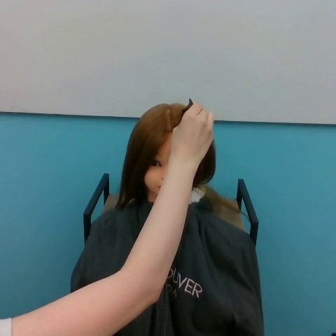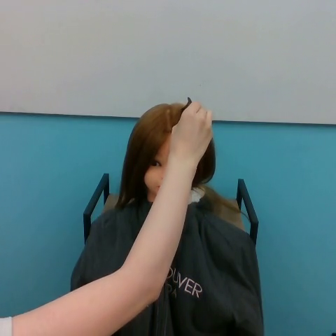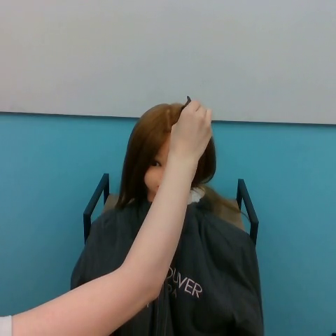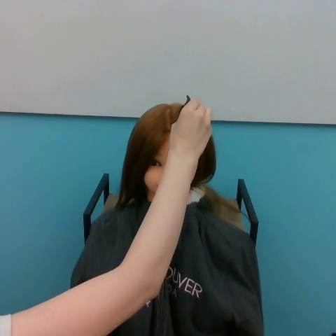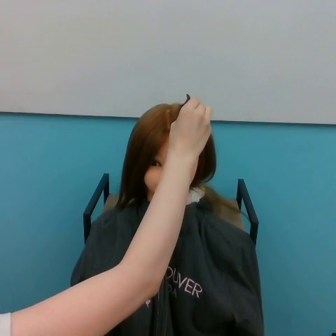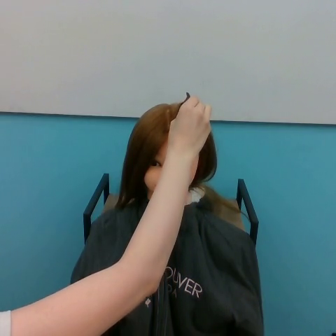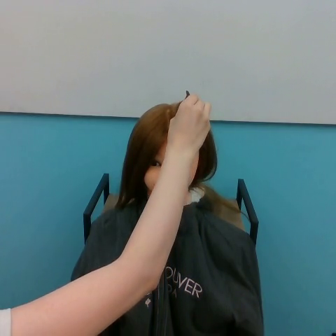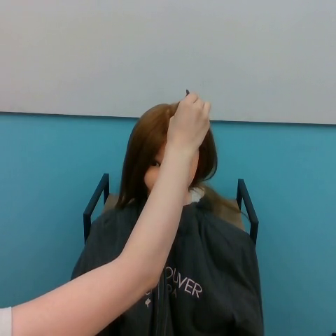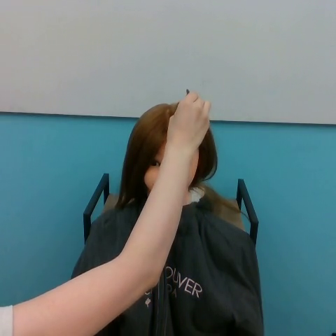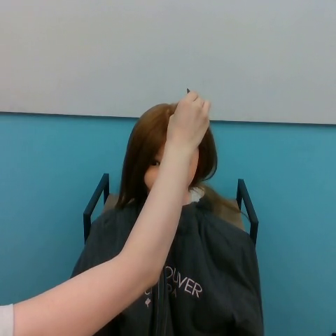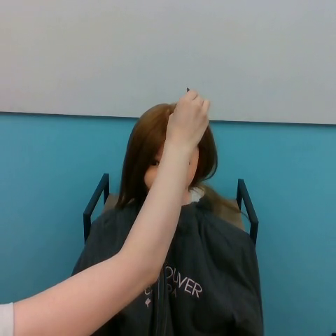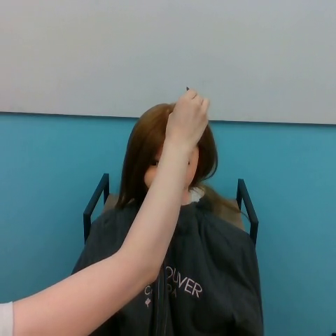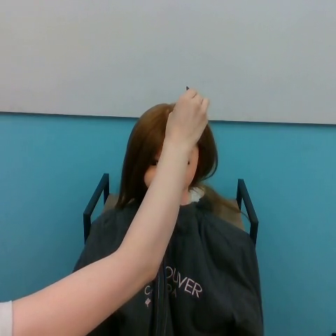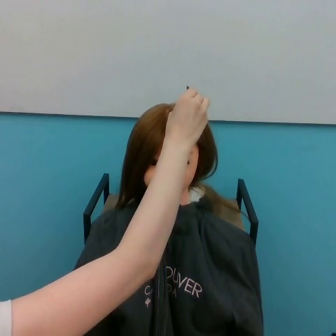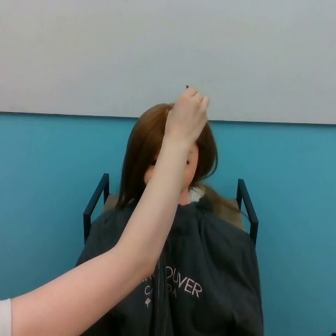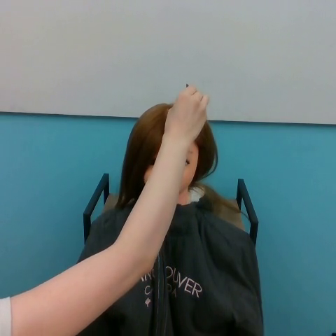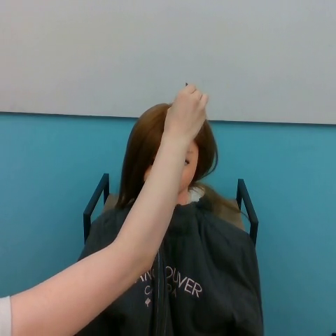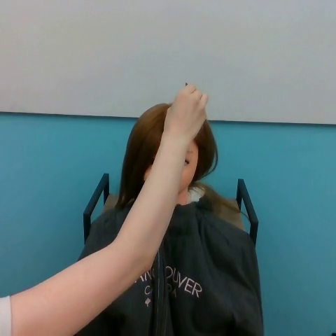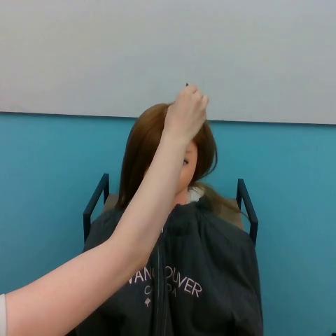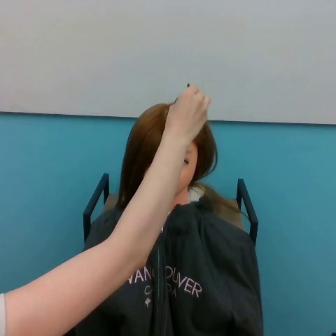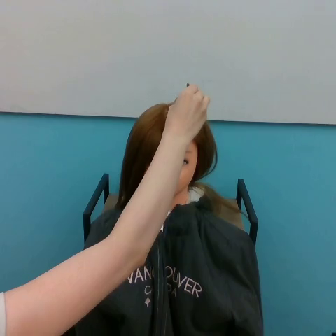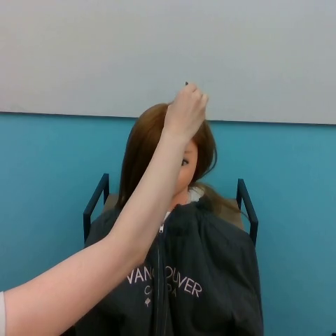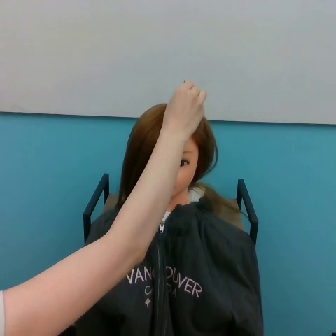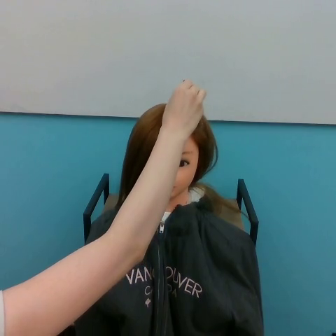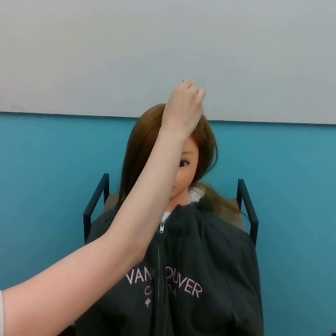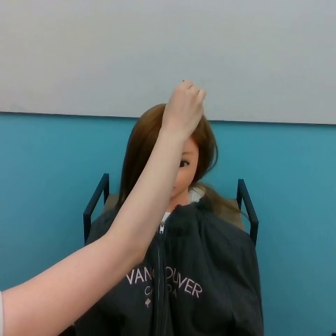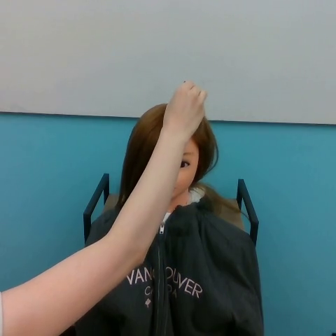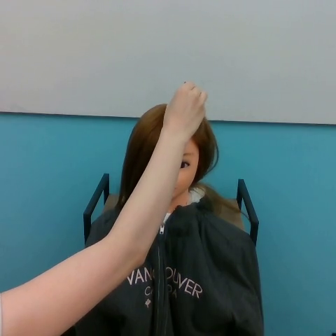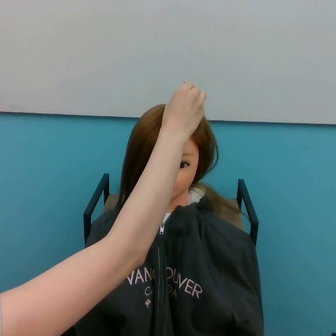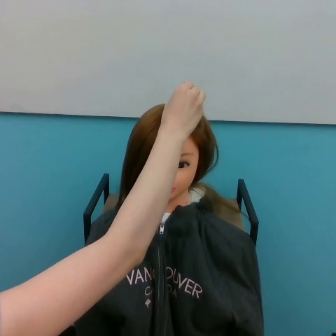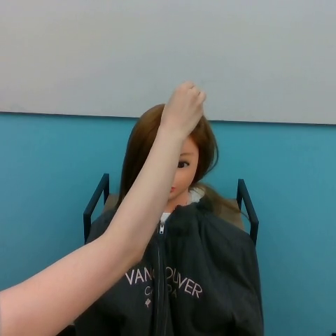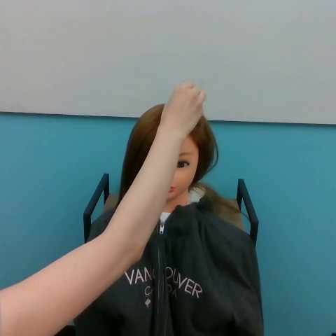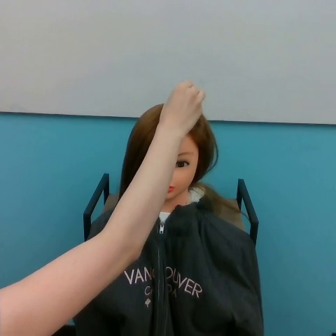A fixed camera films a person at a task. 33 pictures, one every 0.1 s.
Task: part hair.
0.0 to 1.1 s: The hand goes upward.
1.1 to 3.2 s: The hand moves only a little.
